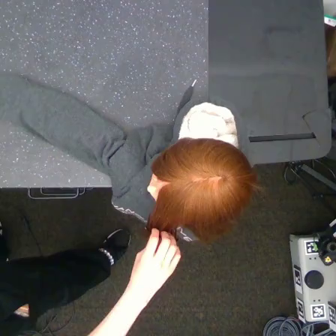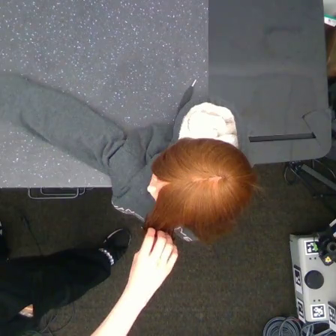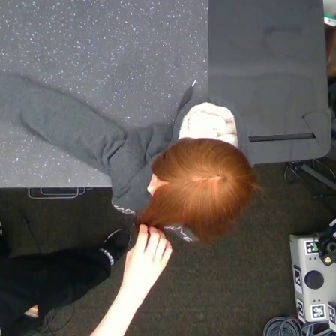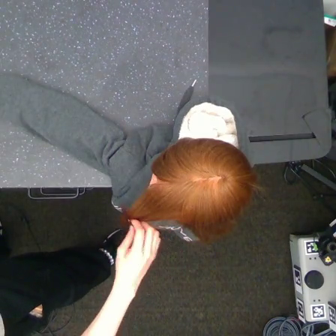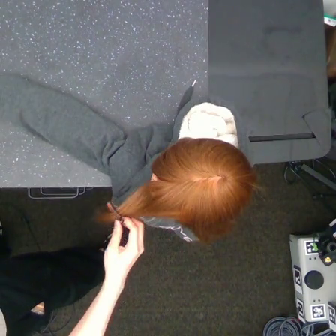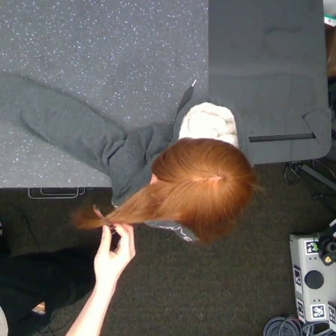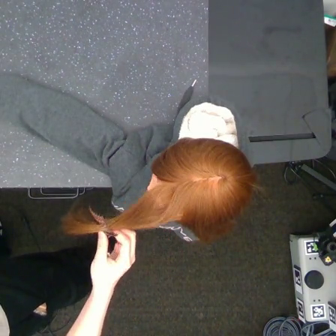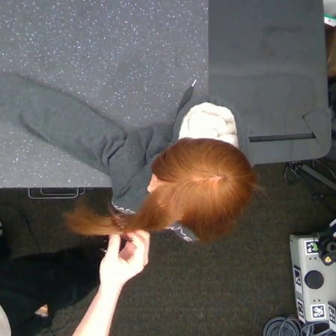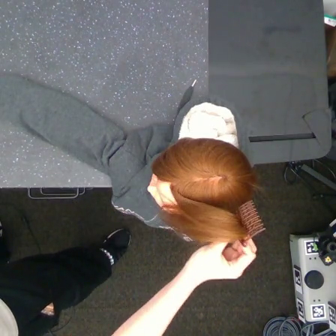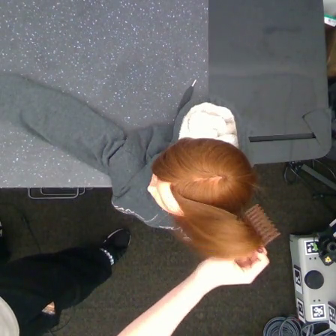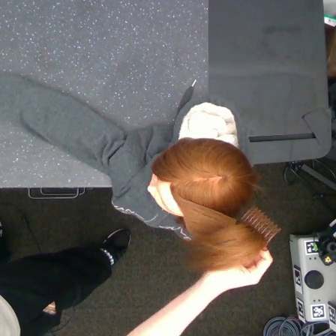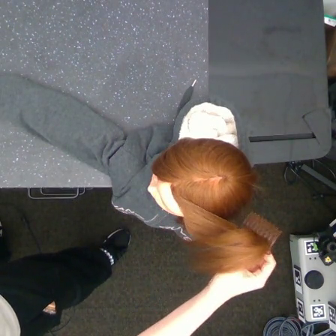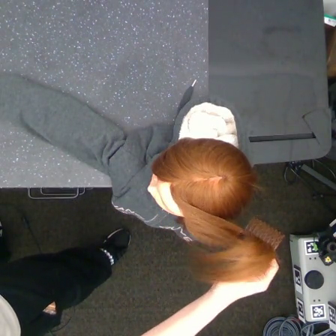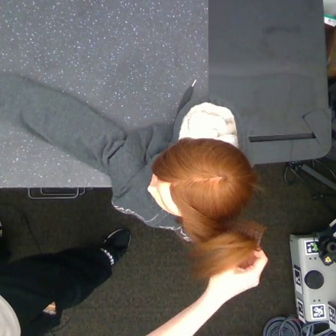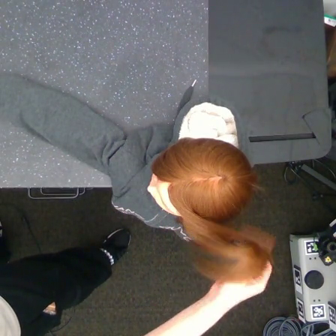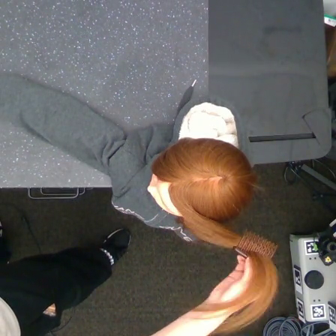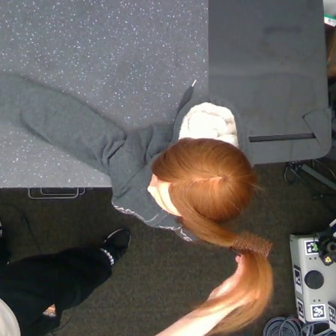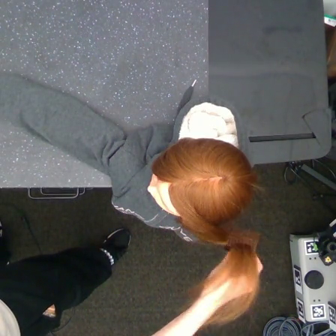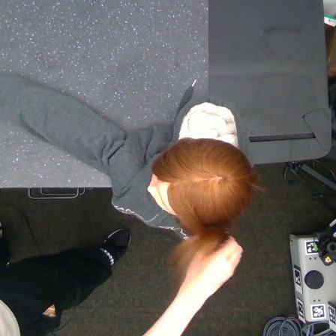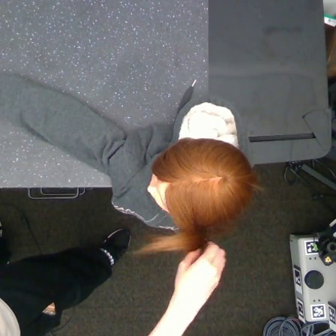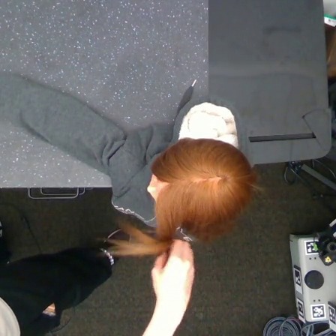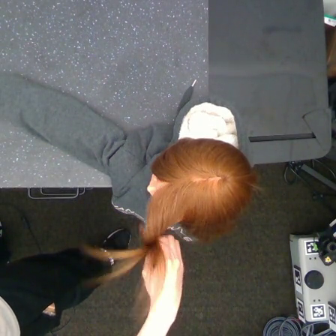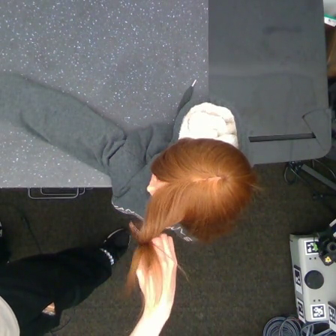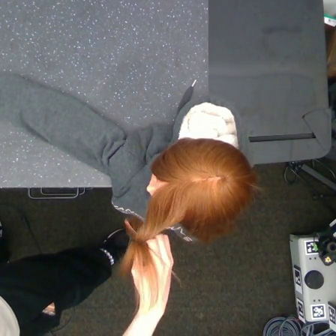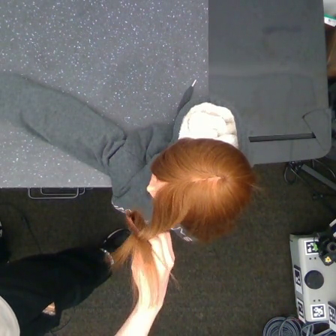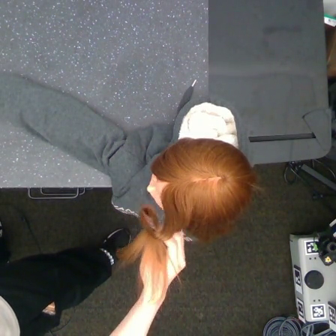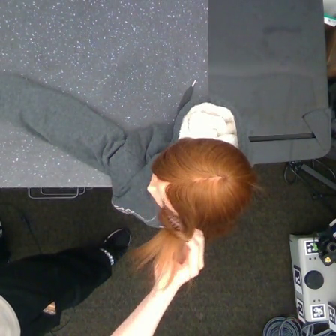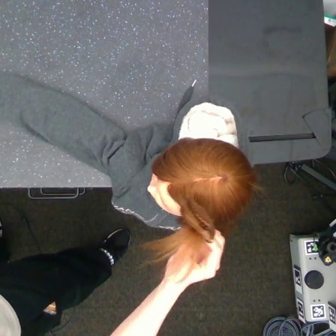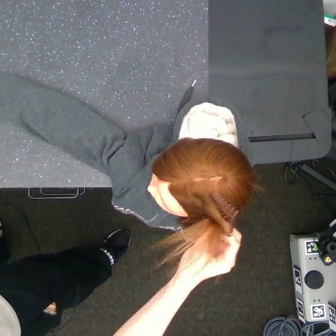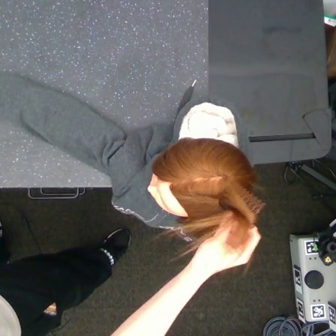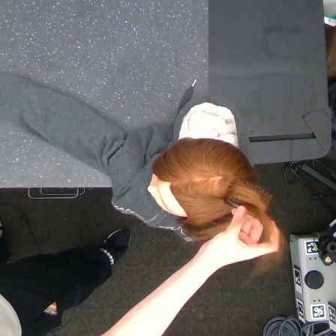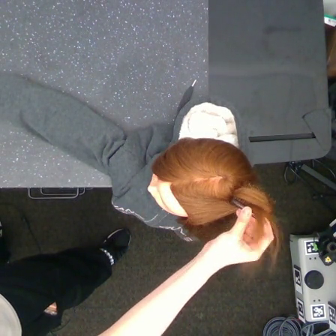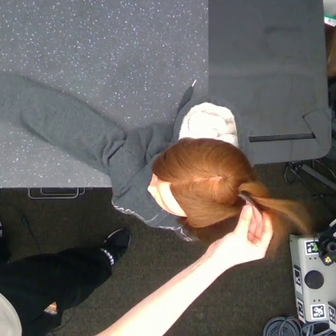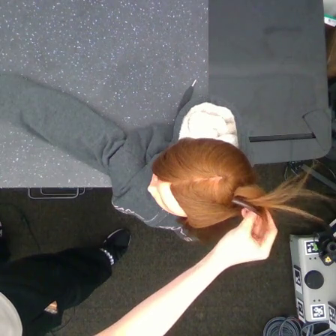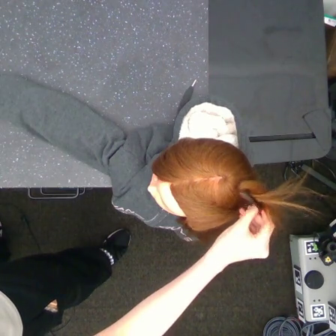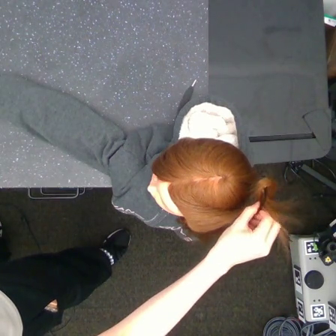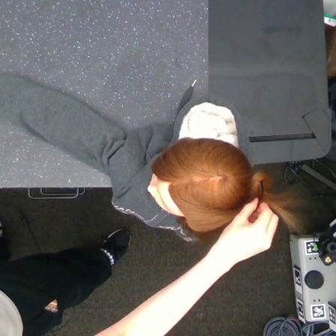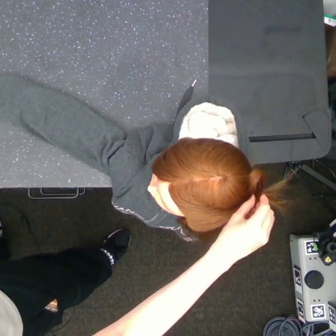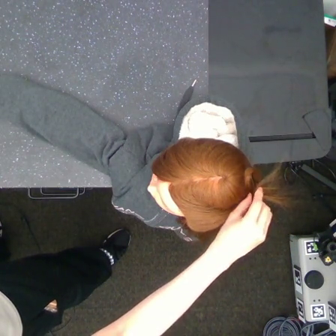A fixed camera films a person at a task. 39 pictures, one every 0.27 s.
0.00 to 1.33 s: The hand goes to the left.
1.33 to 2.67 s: The hand goes to the right.
2.67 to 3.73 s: The hand moves only a little.
3.73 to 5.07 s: The hand goes to the left.
5.07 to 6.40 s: The hand goes to the left.
6.40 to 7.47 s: The hand goes to the right.
7.47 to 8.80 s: The hand goes to the right and upward.
8.80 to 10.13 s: The hand goes upward, on a counterclockwise arc.
Task: tidy side hair.
Motion: move to the left, move to the right, move to the left, then move upward and to the right.
